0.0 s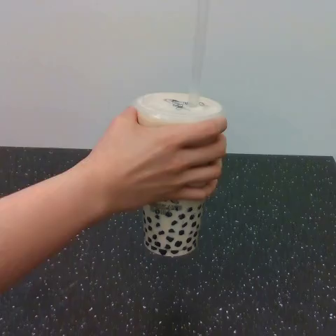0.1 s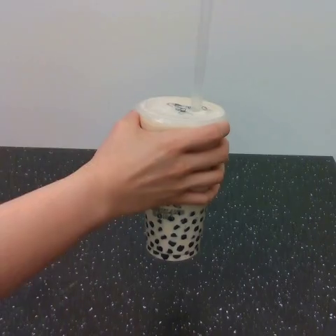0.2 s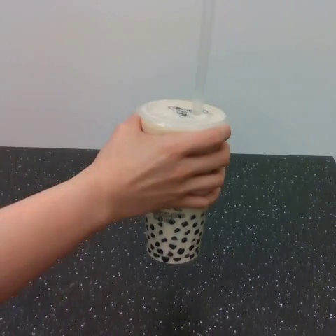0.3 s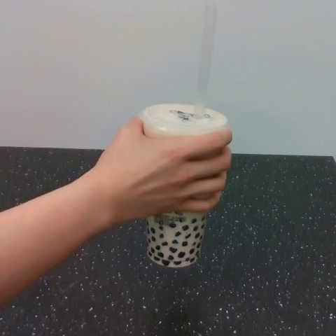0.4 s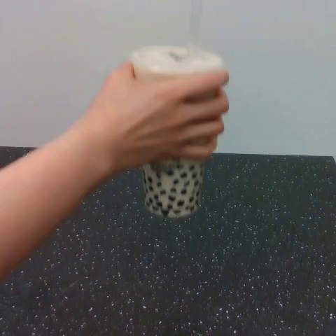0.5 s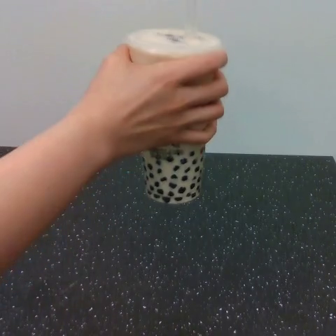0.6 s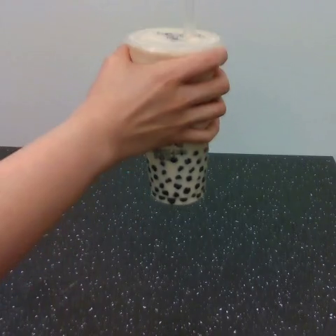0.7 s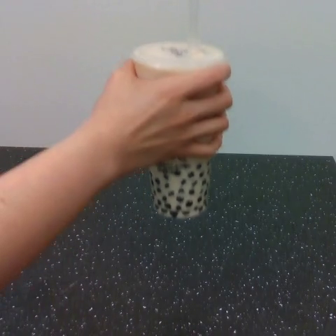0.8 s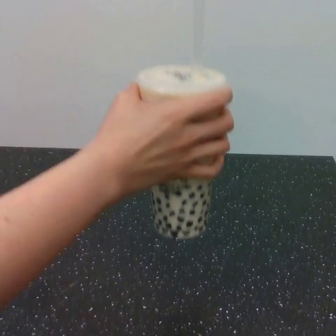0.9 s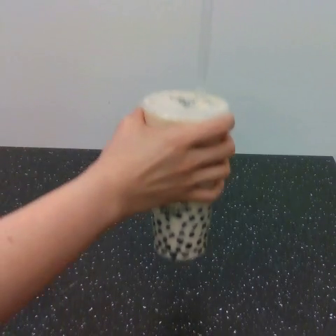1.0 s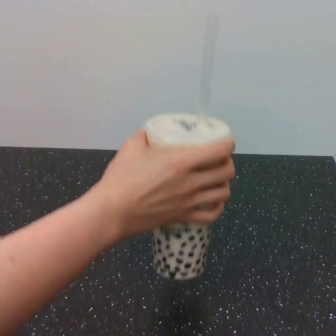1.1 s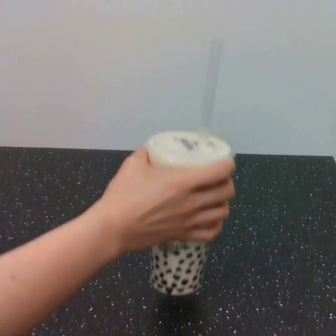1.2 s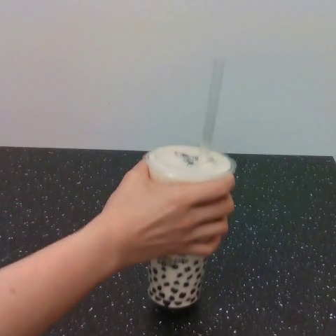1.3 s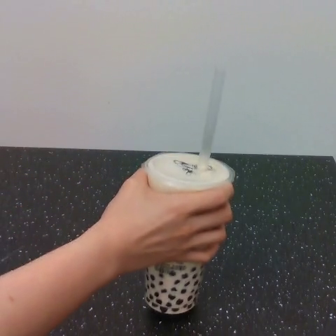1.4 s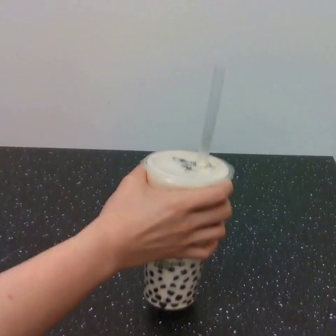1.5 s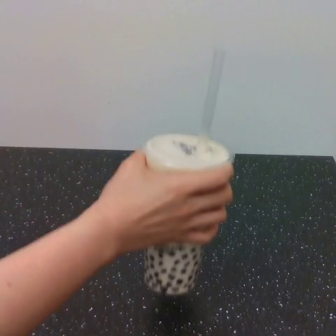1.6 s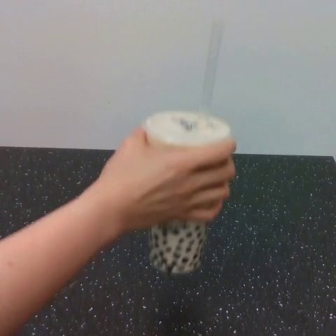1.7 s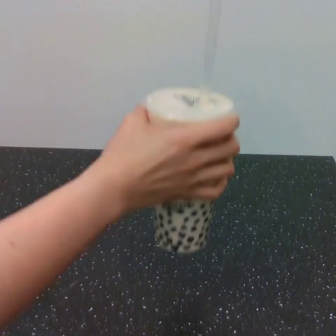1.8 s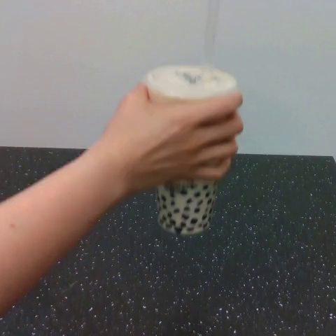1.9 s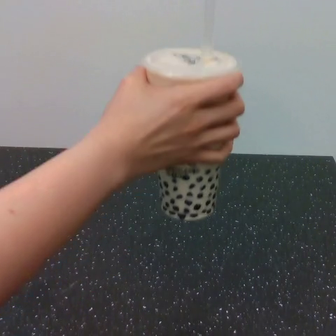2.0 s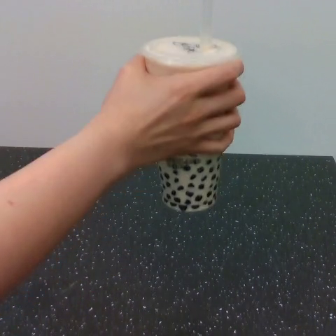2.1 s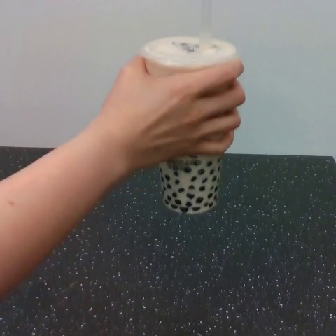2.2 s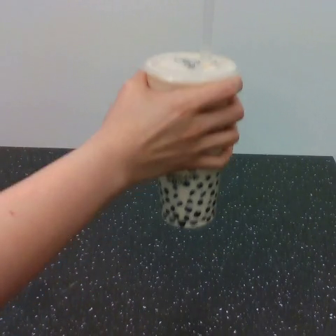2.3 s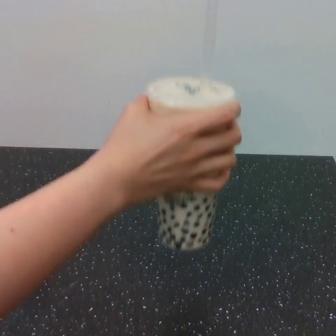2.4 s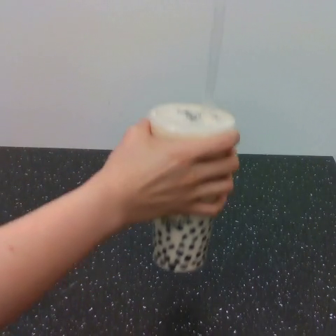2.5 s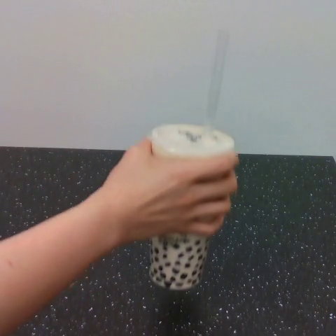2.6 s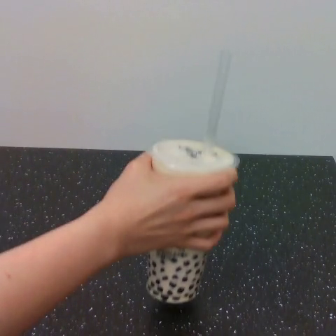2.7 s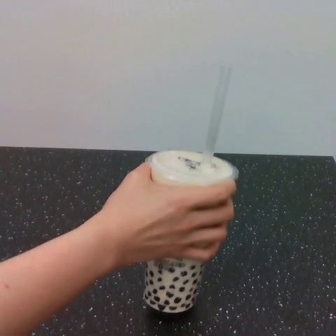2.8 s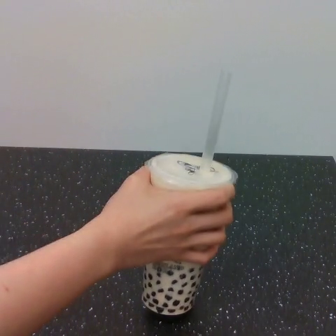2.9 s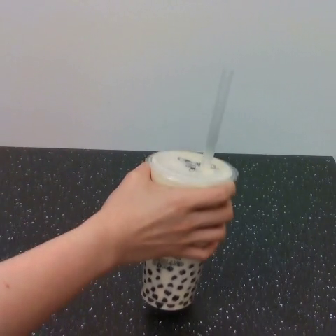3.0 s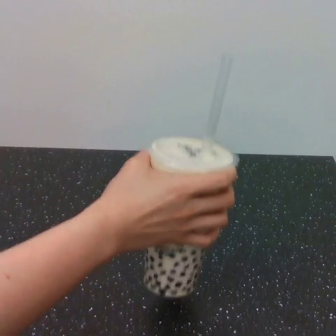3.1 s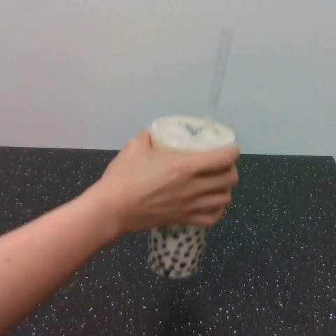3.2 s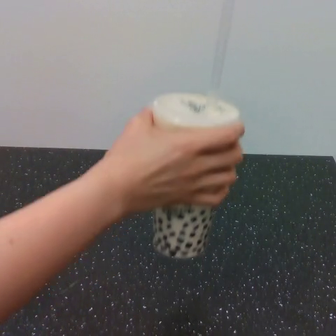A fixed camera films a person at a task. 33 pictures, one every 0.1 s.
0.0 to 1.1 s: The hand goes upward, then downward.
1.1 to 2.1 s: The hand goes upward.
2.1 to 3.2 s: The hand goes downward, then upward.
Task: shake the boba.
